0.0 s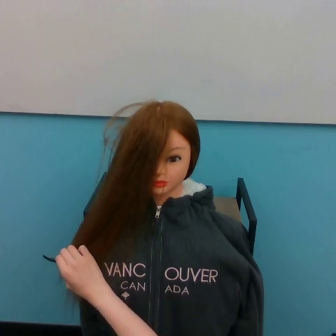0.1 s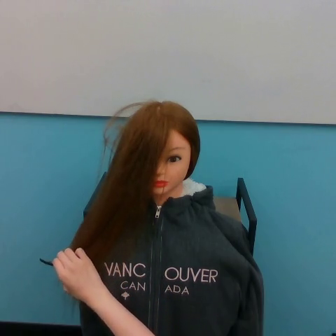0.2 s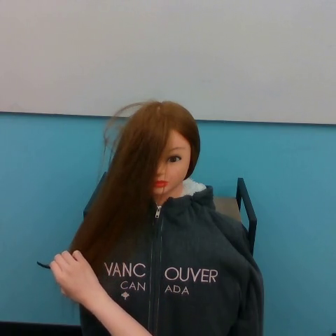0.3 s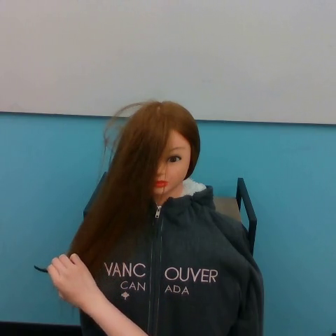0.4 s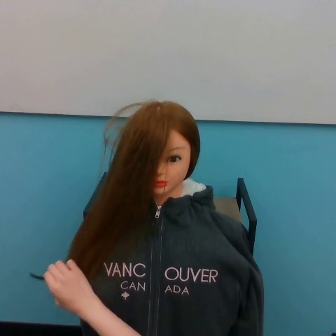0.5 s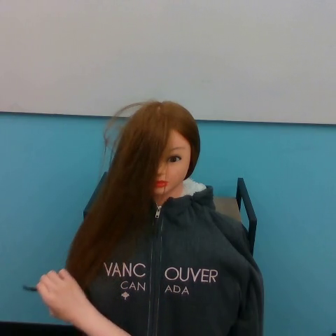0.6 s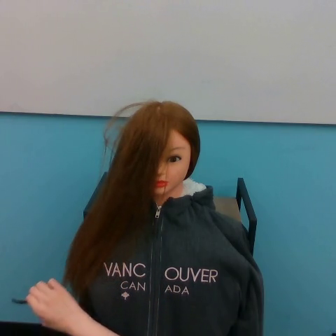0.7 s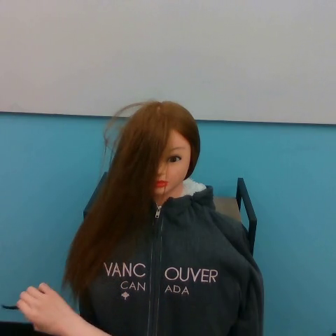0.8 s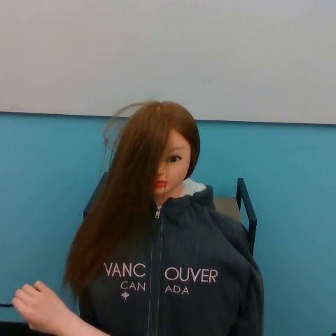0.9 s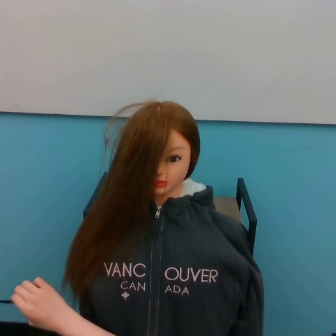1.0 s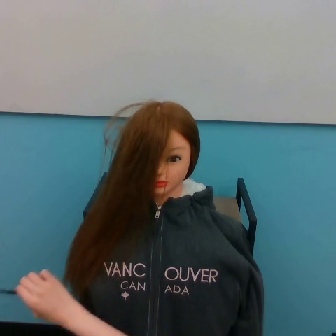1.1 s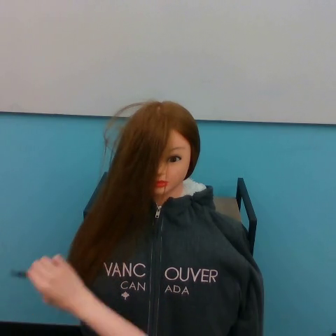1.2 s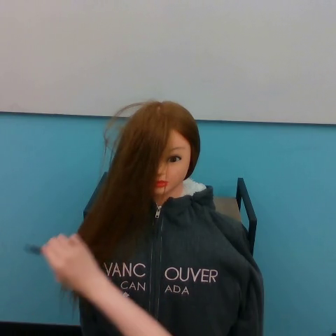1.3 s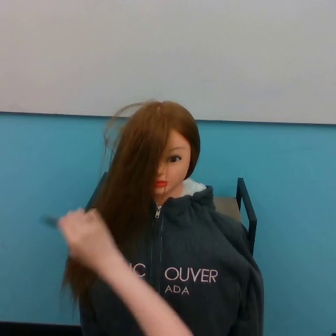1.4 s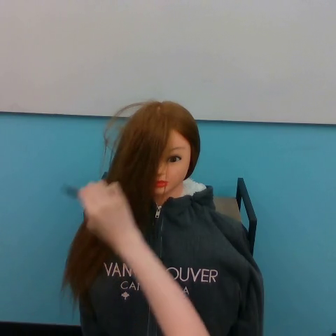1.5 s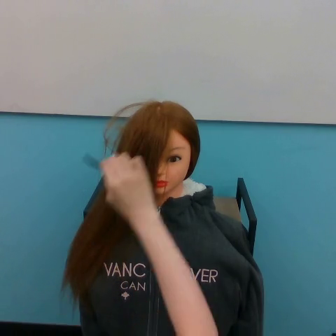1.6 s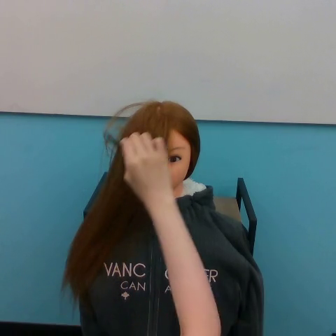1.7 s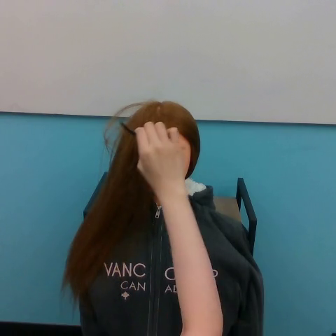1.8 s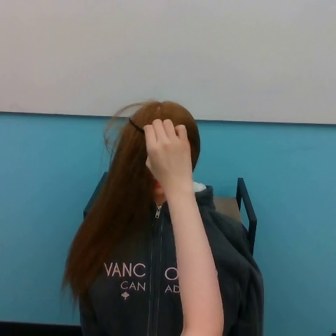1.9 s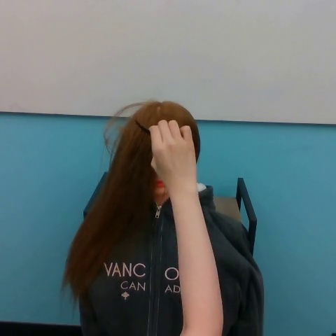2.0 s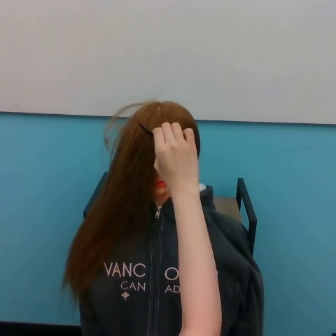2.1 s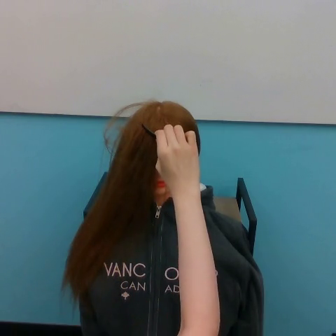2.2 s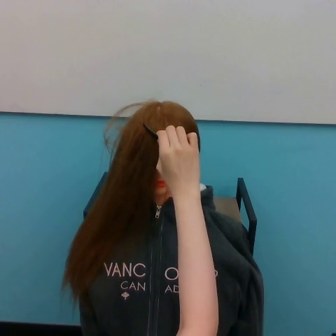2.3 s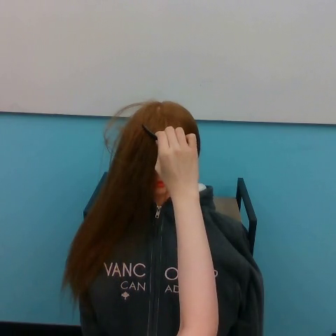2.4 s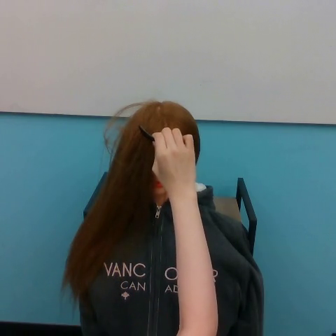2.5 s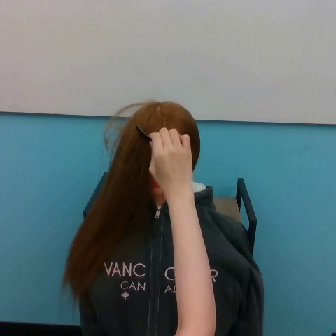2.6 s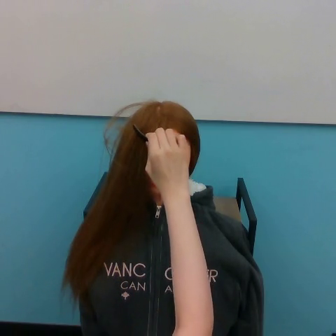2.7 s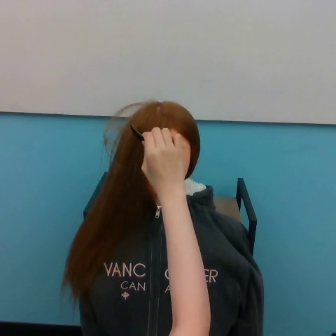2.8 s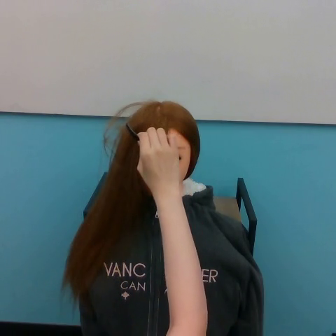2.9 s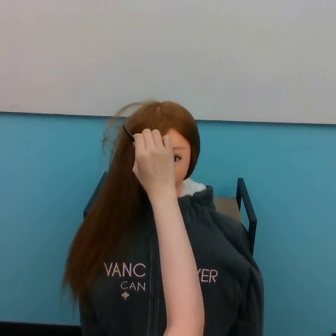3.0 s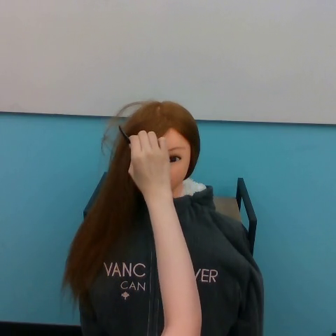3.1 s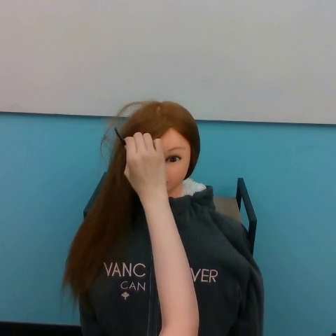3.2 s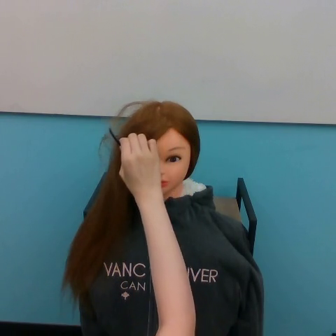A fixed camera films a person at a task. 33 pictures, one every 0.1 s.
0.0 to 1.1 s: The hand goes downward and to the left, then upward and to the right.
1.1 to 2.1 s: The hand goes upward and to the right.
2.1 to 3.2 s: The hand goes to the left.
Task: brush hair.
